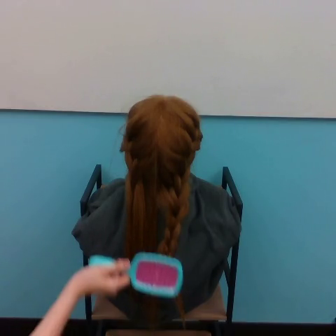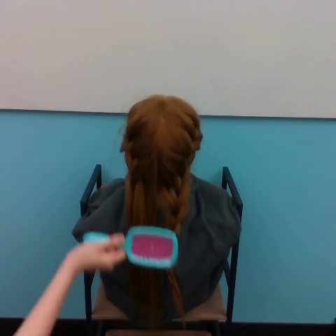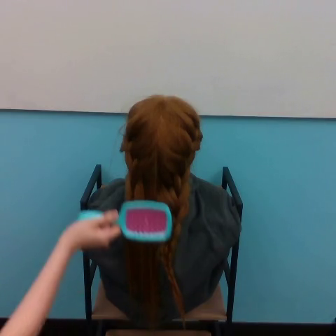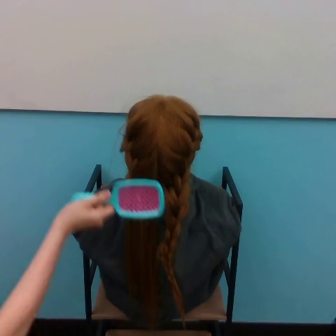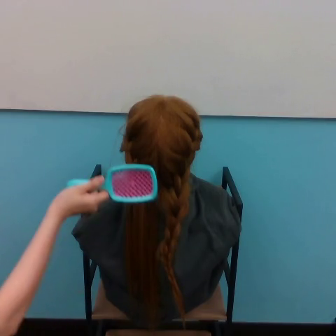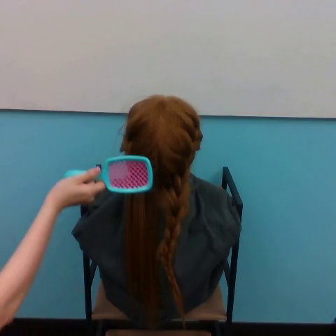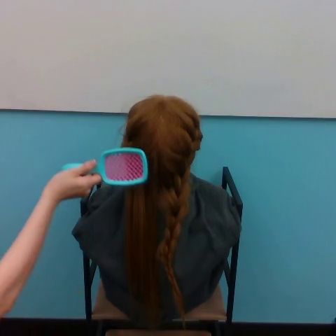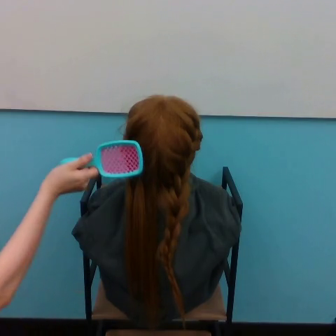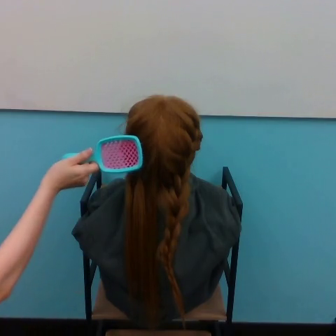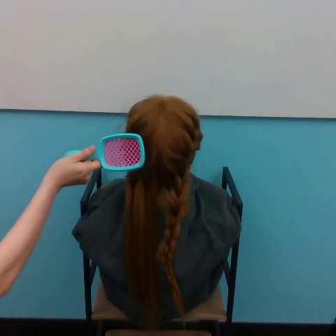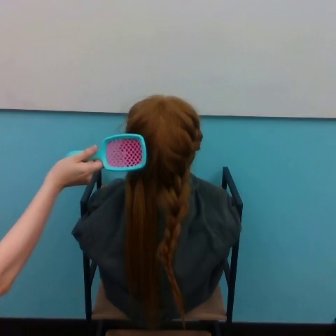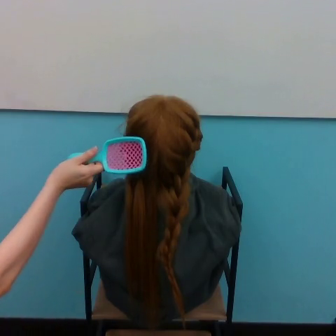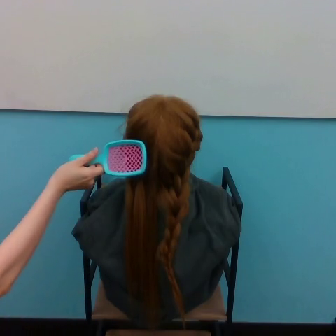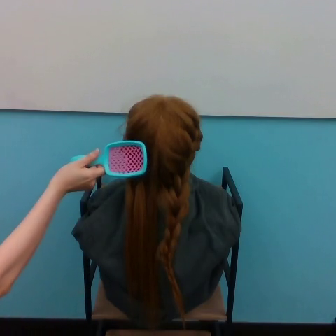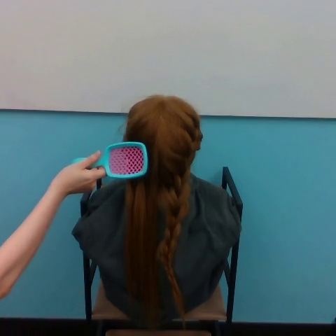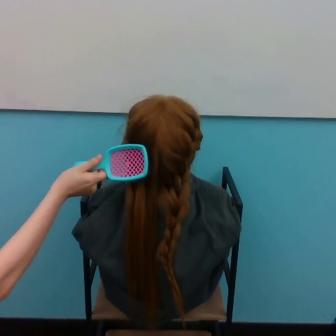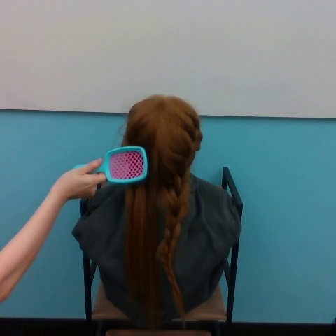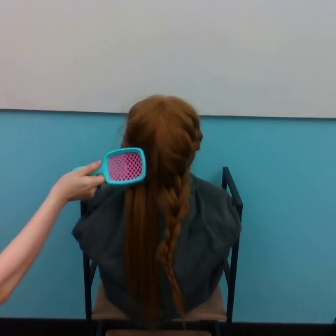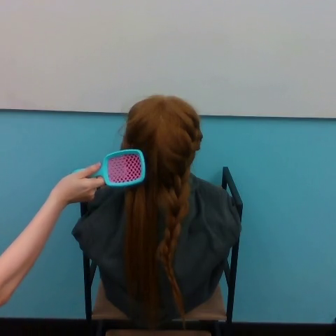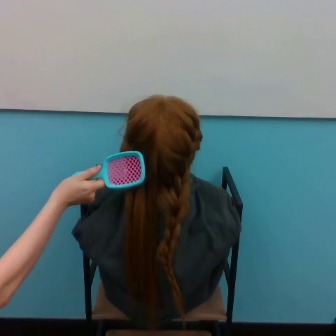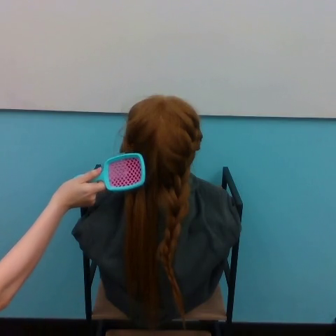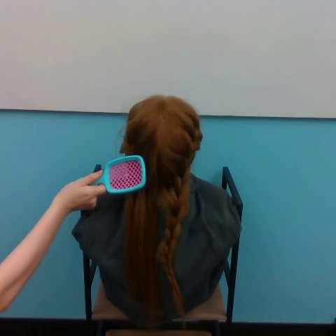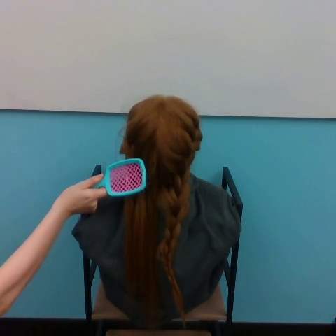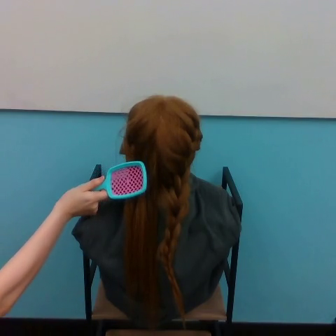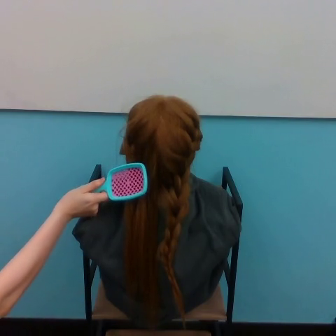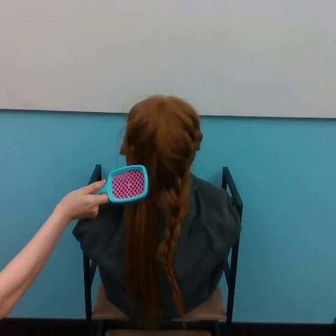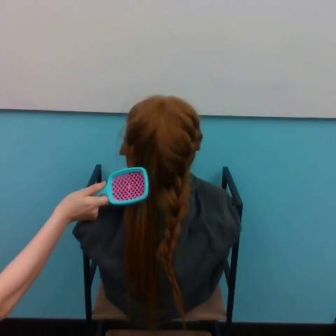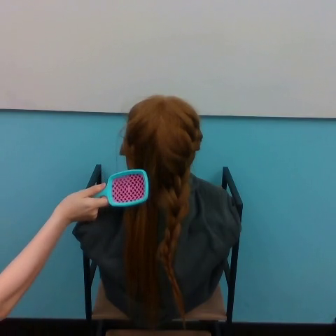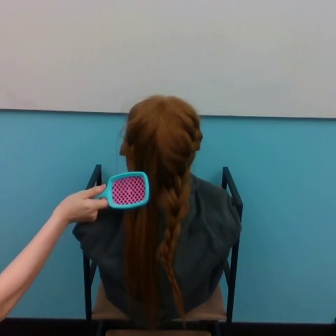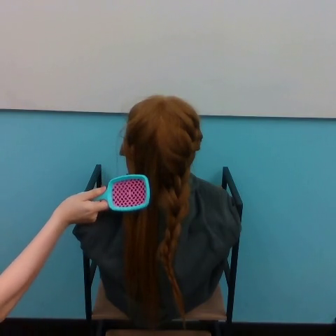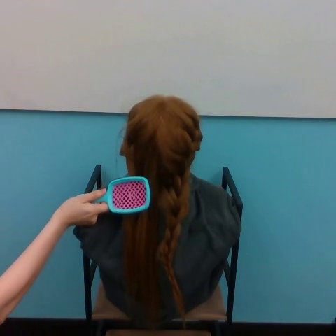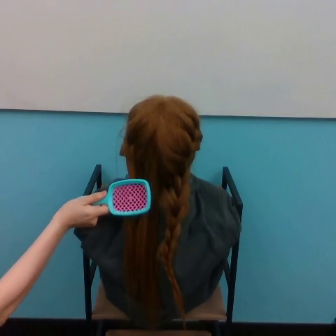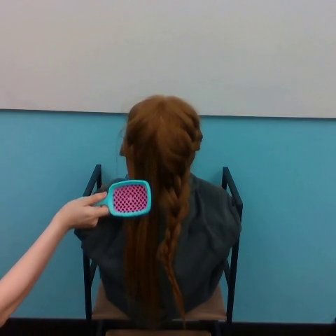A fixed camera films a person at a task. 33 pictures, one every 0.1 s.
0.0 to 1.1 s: The hand goes upward.
1.1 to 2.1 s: The hand goes downward.
2.1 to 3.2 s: The hand goes downward.
Task: brush hair.
